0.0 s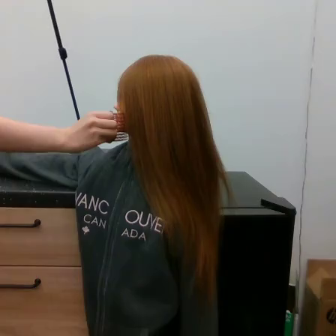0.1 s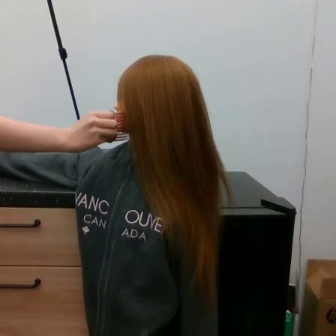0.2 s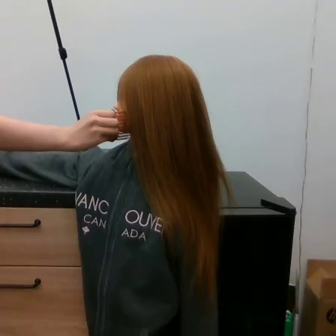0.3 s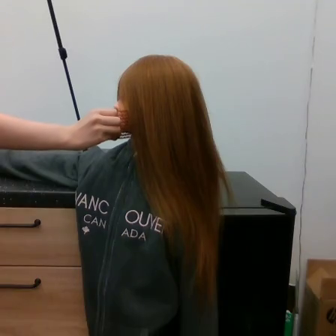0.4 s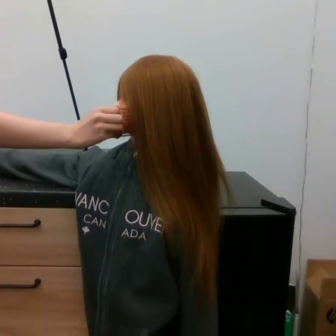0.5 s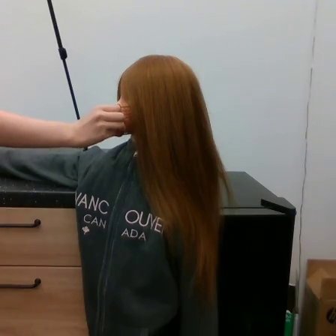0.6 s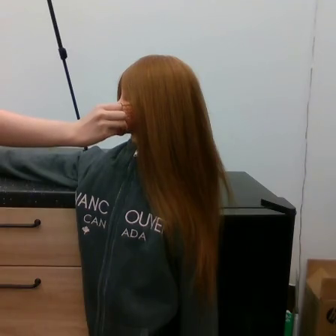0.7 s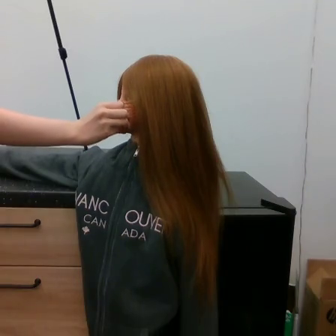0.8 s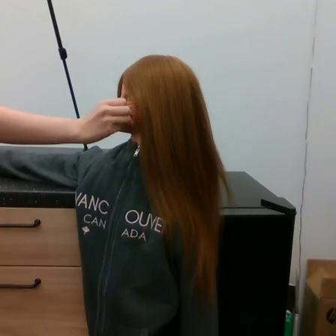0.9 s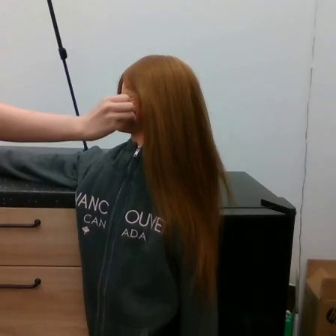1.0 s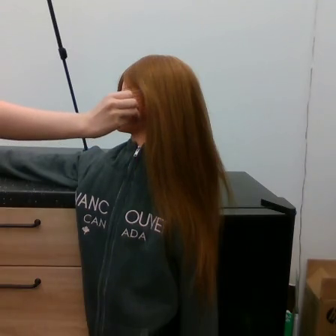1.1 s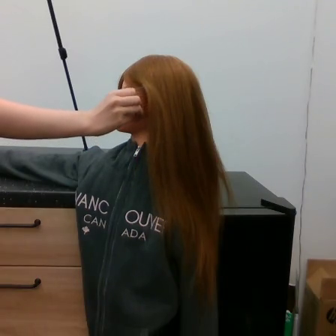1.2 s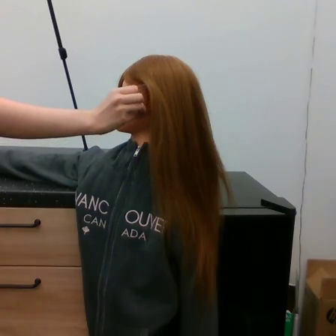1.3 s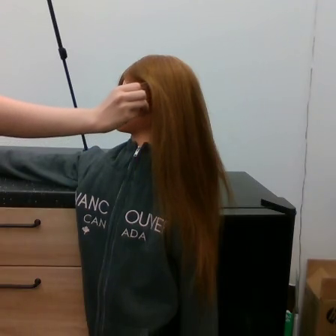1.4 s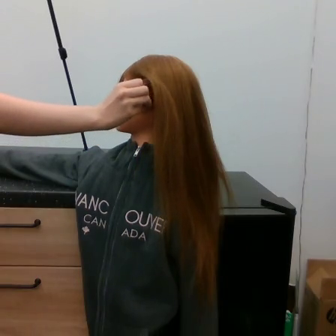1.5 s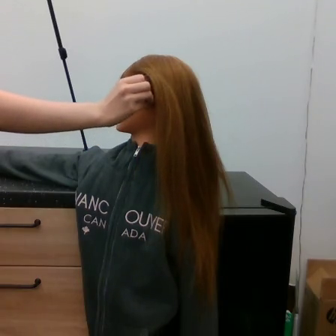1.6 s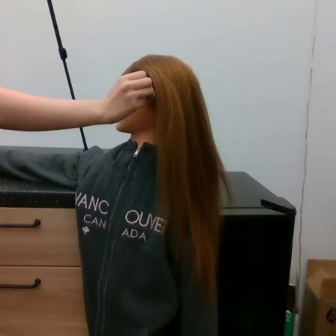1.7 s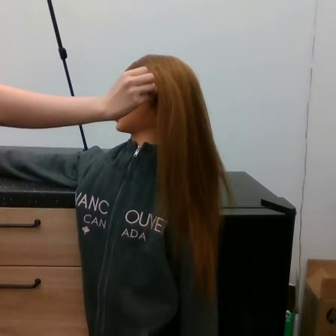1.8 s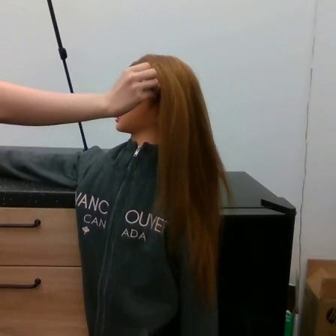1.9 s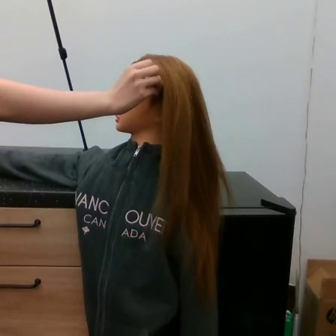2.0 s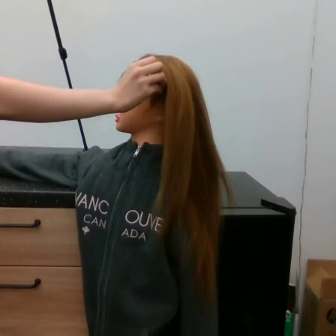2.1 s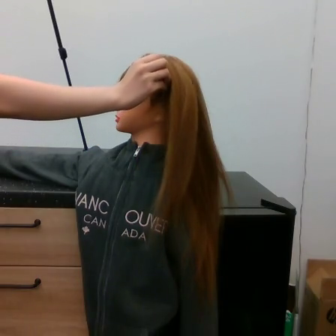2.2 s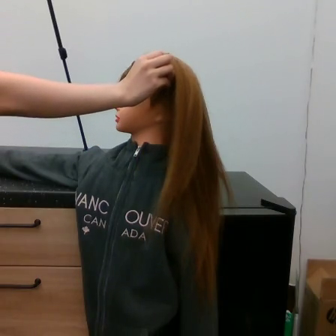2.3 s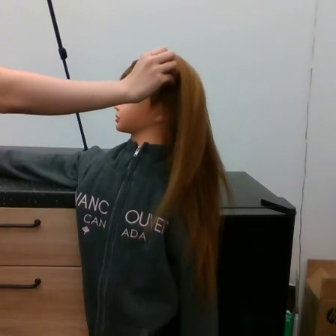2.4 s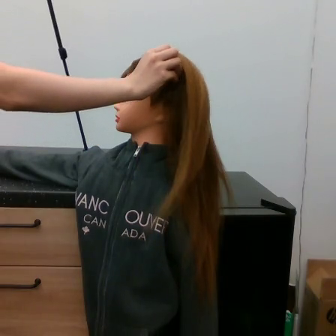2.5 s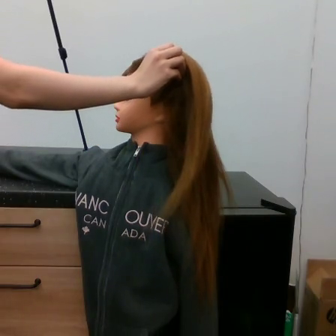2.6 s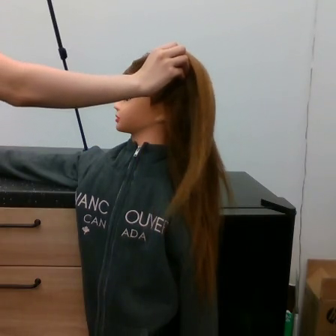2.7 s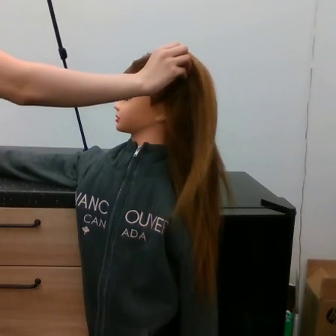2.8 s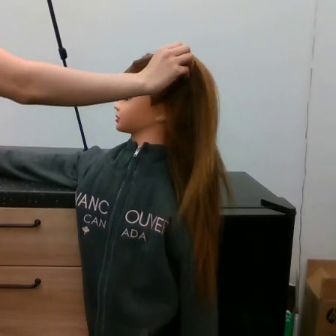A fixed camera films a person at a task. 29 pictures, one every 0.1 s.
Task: tidy side hair.
Motion: move upward and to the right.
0.0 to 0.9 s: The hand goes upward and to the right.
0.9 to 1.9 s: The hand goes upward and to the right.
1.9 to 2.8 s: The hand goes to the right and upward.
